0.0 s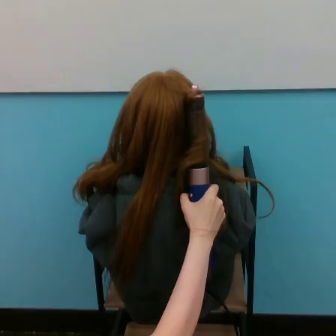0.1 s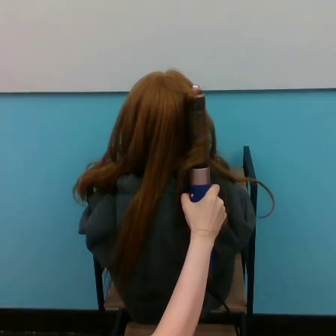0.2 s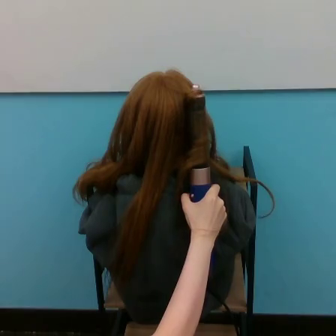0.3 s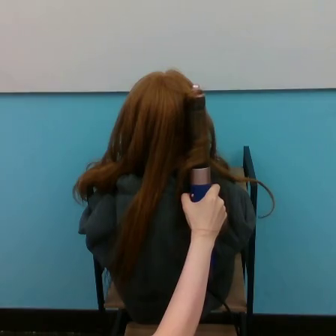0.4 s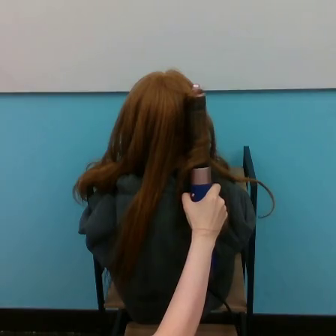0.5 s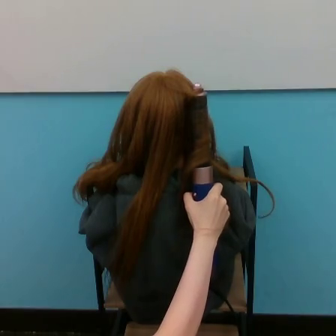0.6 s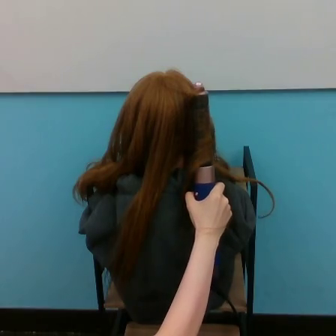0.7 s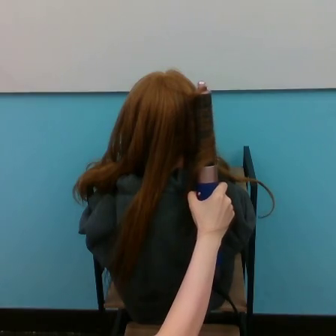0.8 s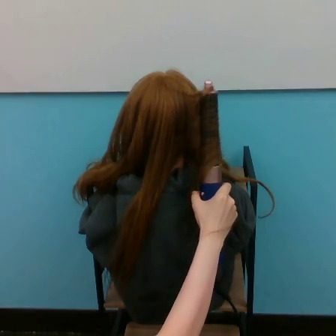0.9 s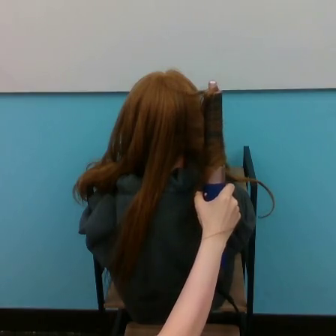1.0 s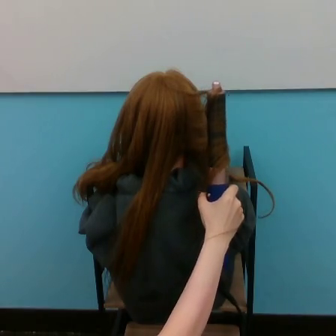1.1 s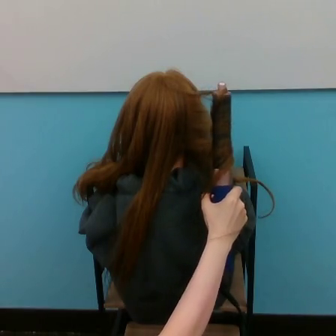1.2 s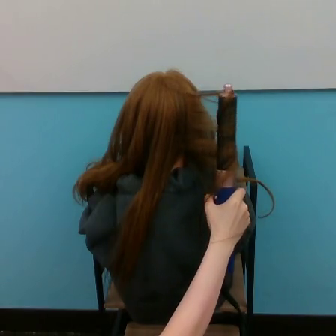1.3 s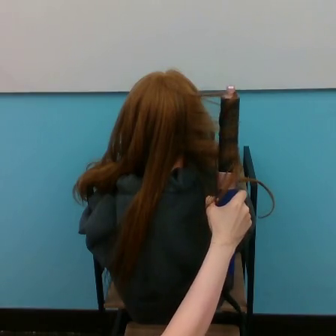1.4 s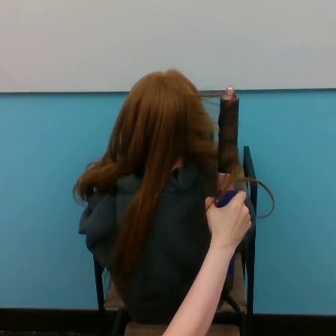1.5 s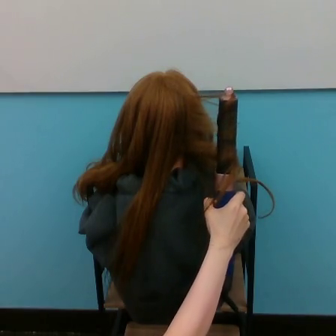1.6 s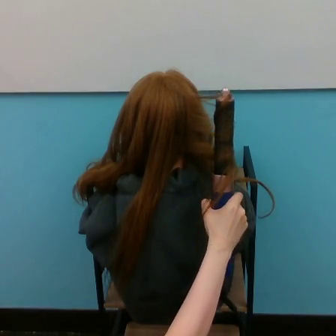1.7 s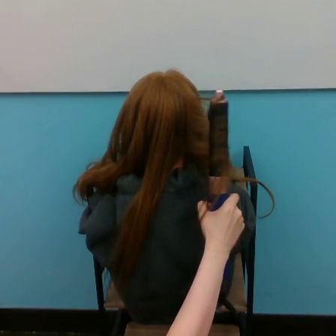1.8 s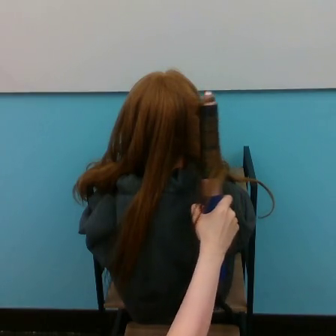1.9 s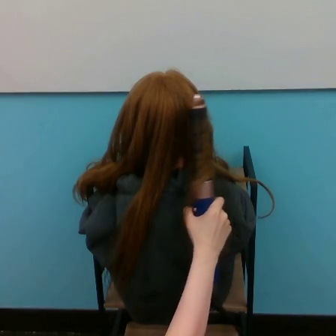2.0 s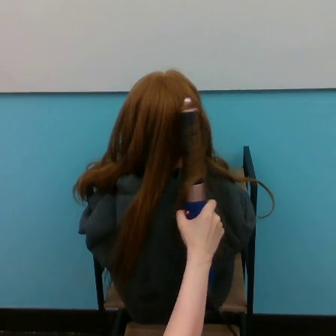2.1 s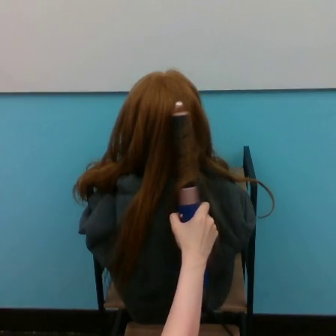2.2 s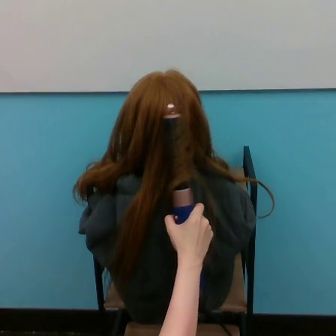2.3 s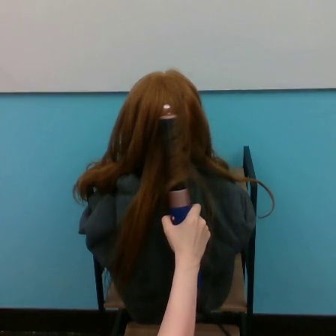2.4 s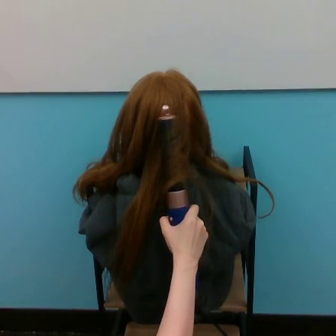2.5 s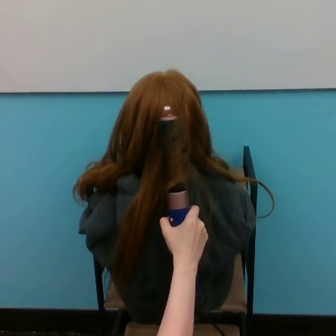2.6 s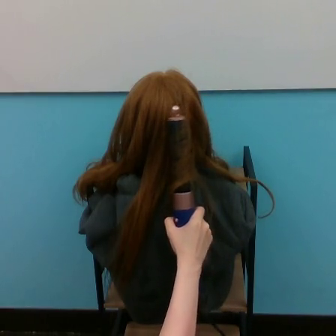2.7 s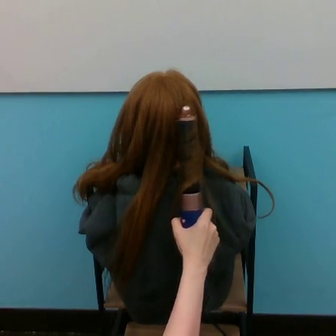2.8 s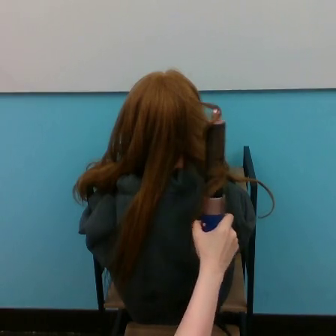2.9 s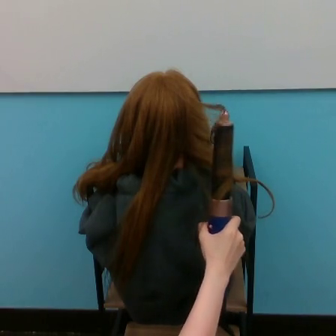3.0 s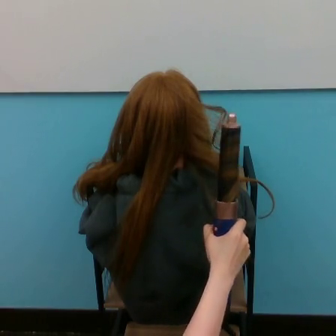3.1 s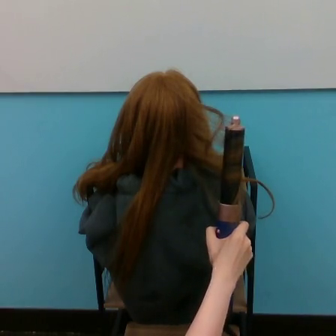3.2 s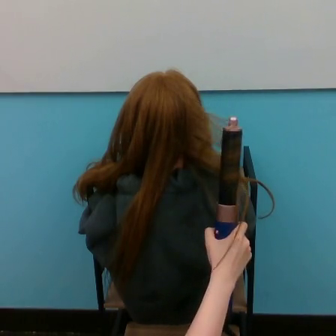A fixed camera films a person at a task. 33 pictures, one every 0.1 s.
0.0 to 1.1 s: The hand goes to the right.
1.1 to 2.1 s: The hand goes to the left and downward.
2.1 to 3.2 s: The hand goes to the right and downward.
Task: curl hair.
